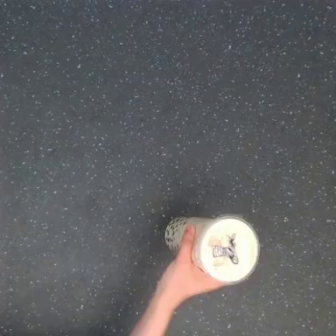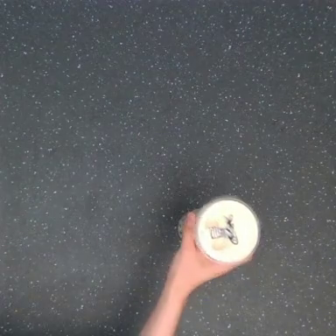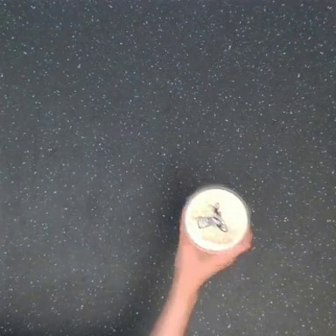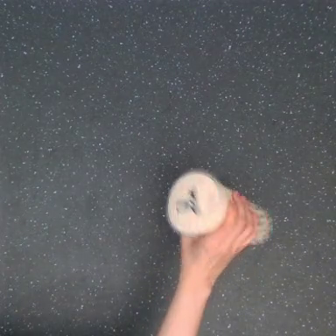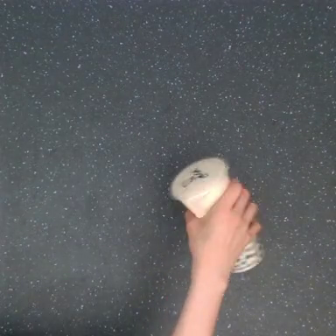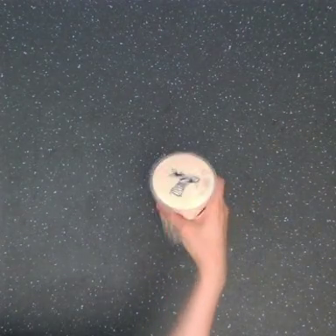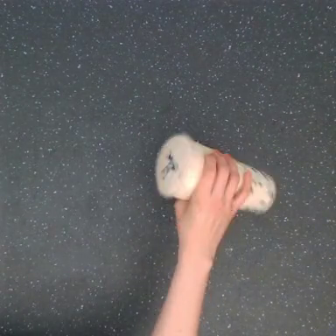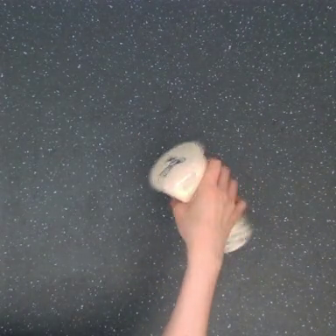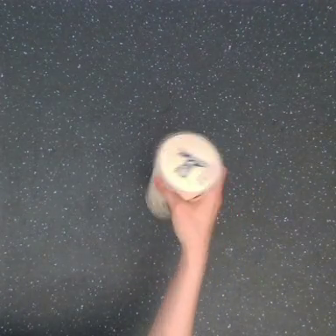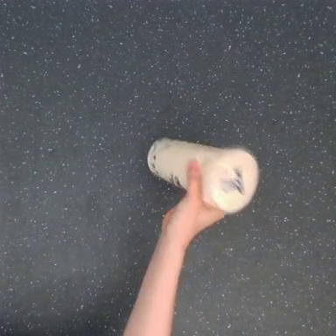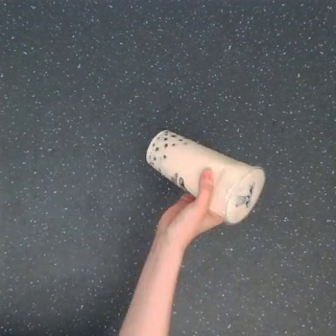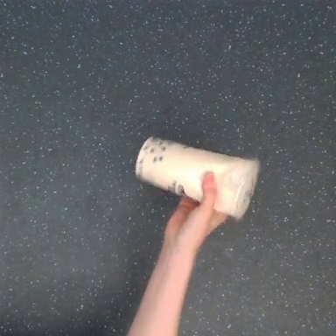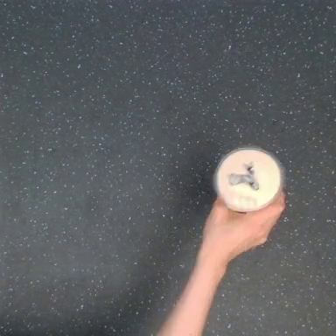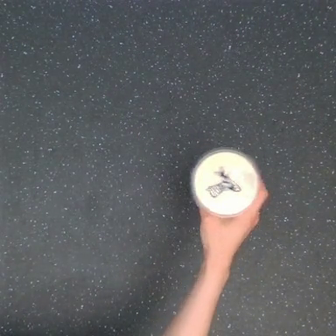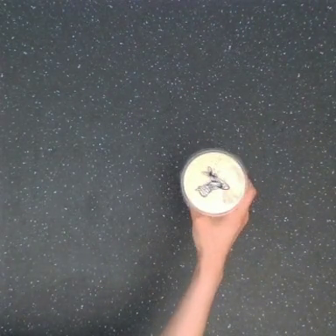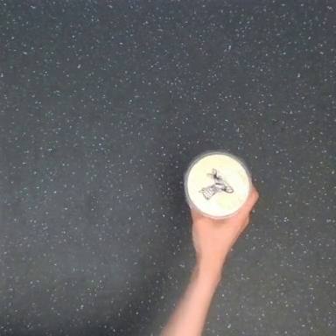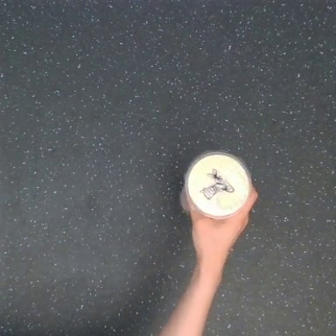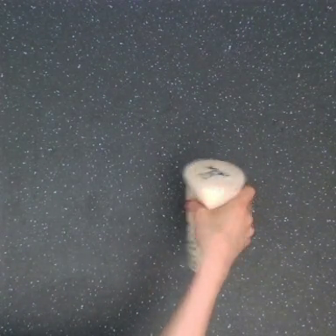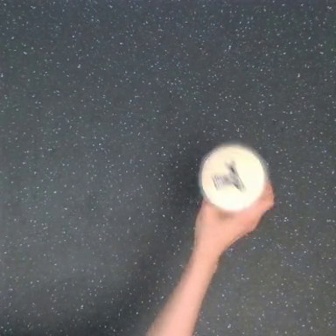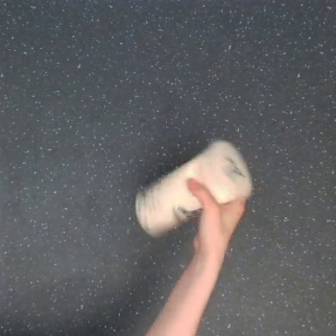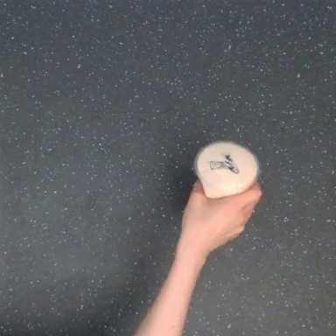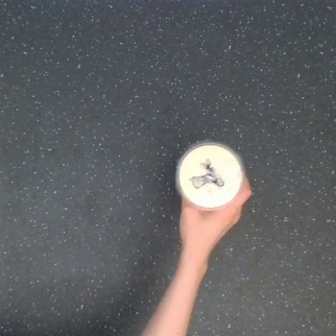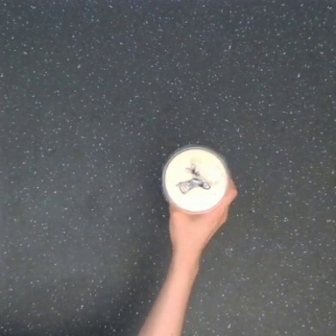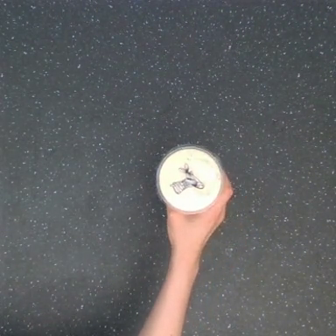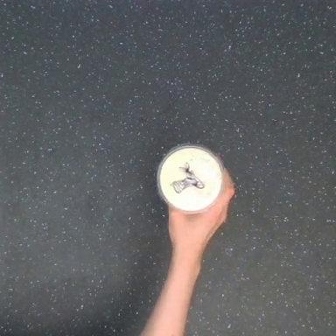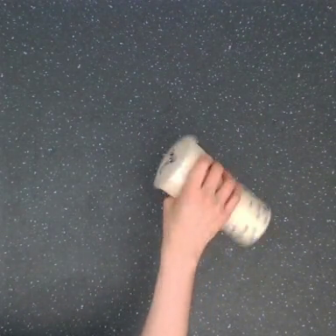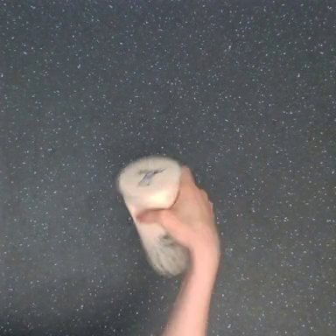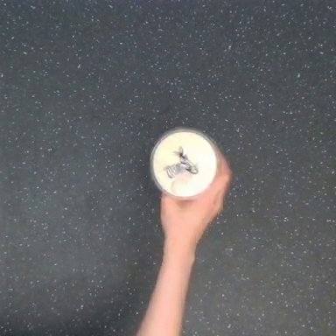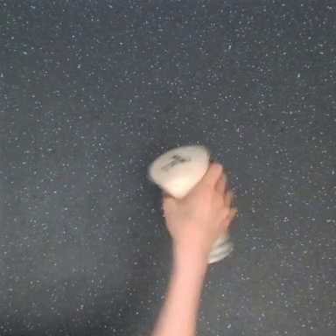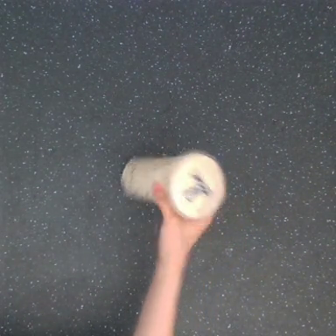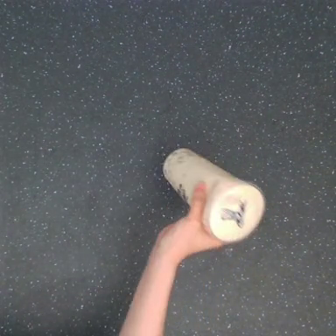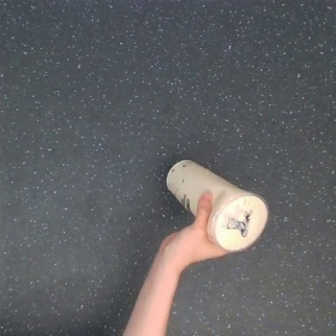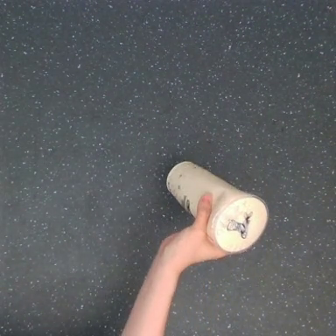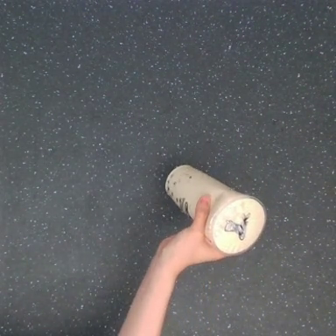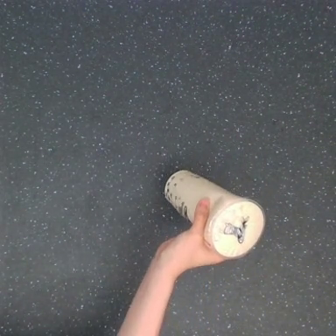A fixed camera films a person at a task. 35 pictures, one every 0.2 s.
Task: shake the boba.
Motion: make 2 circular motions clockwise, make 2 circular motions counter-clockwise, then make 2 circular motions clockwise.
0.0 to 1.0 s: The hand goes upward.
1.0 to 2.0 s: The hand goes upward.
2.0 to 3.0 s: The hand goes to the right, then to the left.
3.0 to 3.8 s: The hand goes to the right, then to the left, on a counterclockwise arc.
3.8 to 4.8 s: The hand moves only a little.
4.8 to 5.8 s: The hand goes to the left, then downward.
5.8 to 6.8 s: The hand goes downward and to the right.
